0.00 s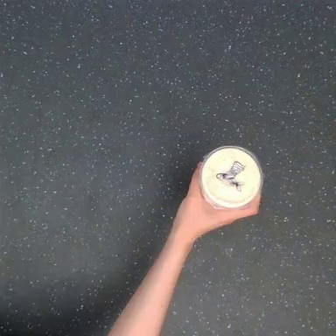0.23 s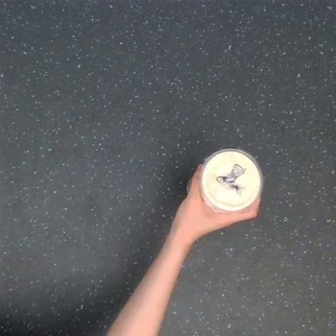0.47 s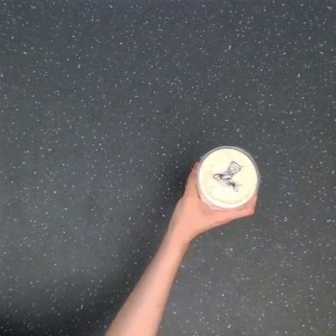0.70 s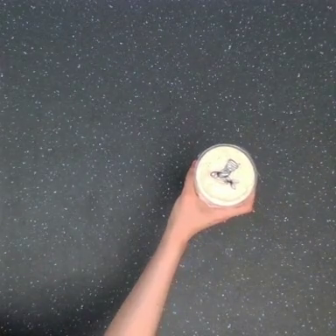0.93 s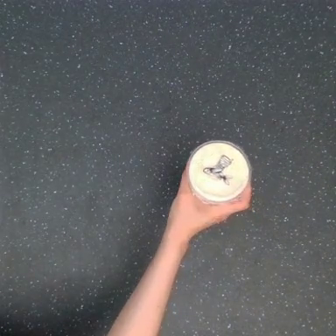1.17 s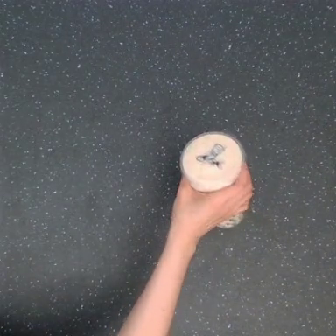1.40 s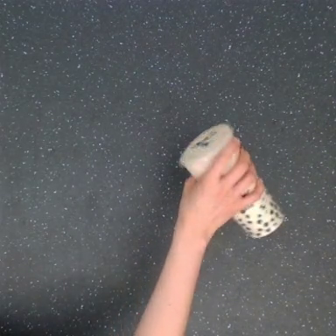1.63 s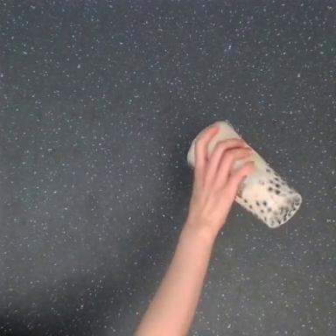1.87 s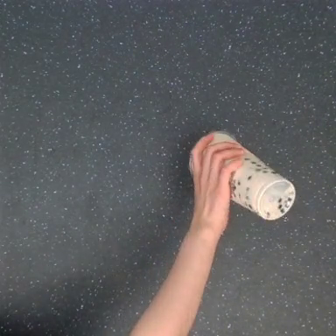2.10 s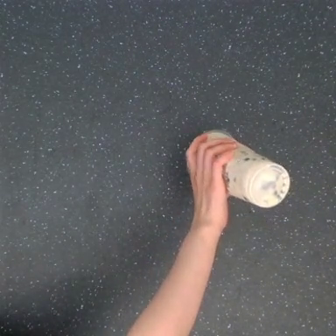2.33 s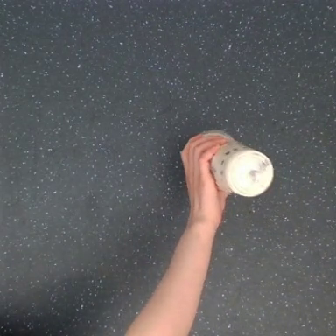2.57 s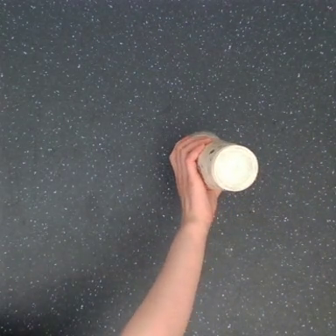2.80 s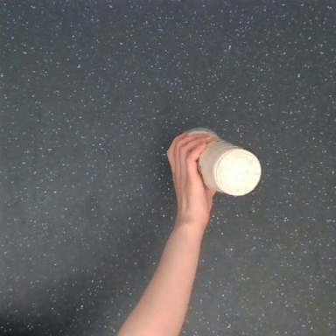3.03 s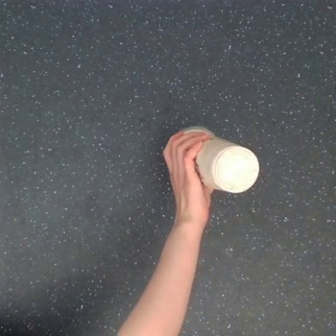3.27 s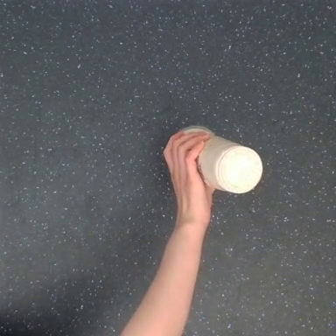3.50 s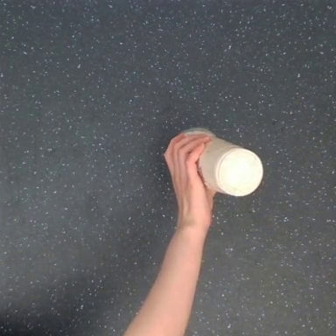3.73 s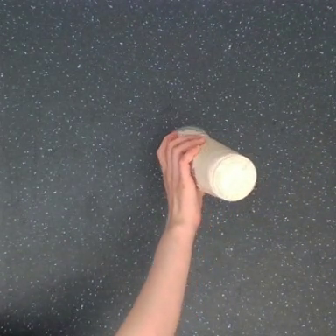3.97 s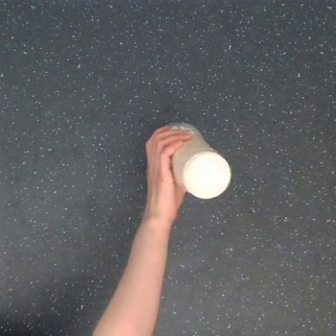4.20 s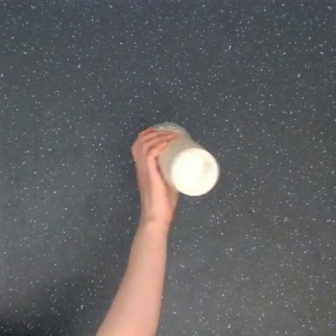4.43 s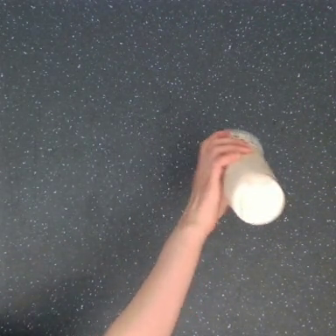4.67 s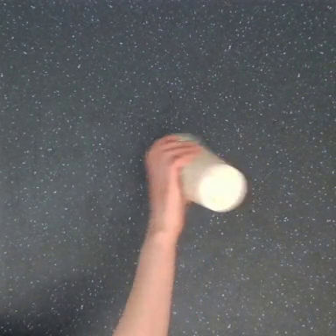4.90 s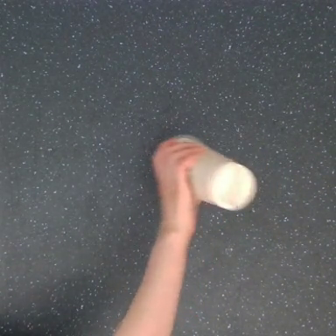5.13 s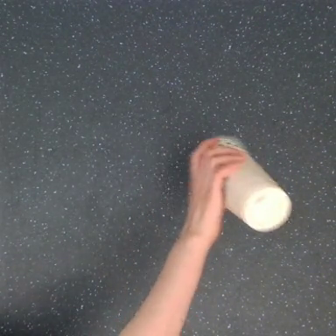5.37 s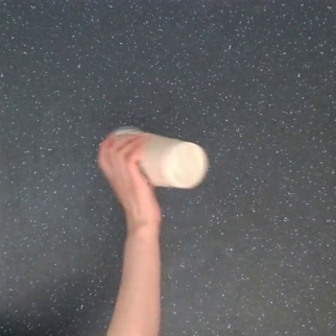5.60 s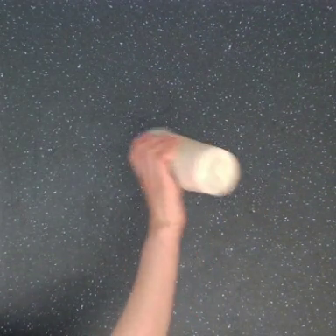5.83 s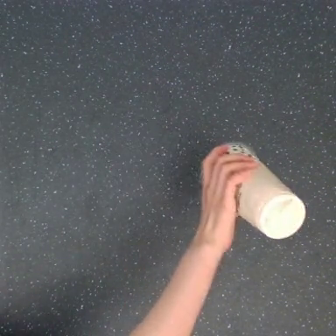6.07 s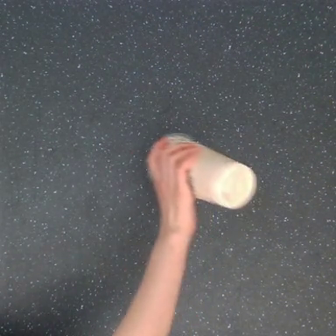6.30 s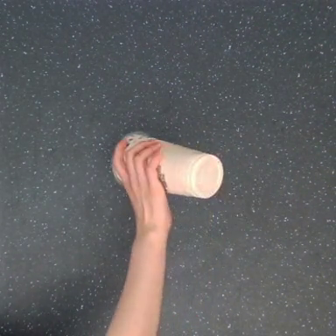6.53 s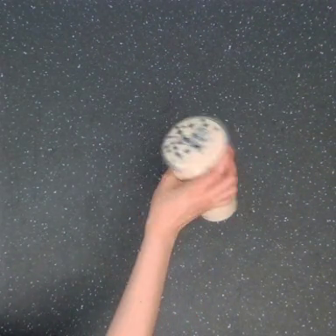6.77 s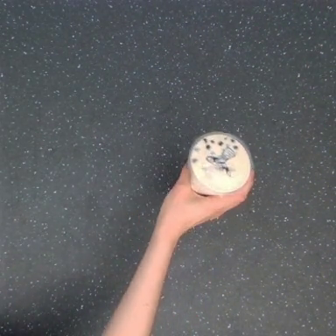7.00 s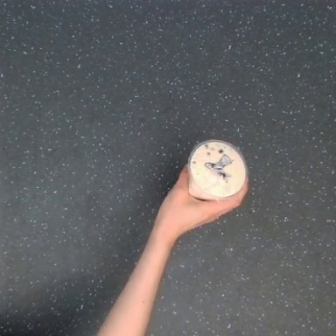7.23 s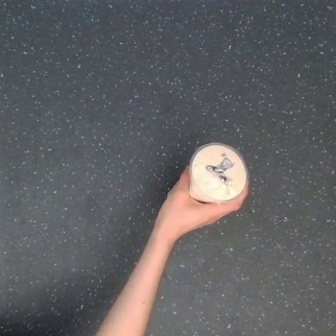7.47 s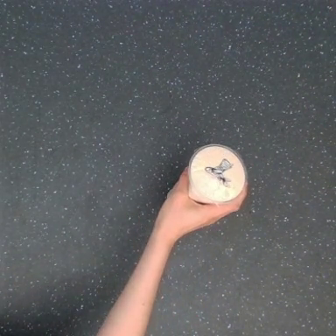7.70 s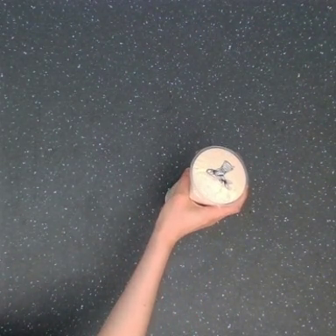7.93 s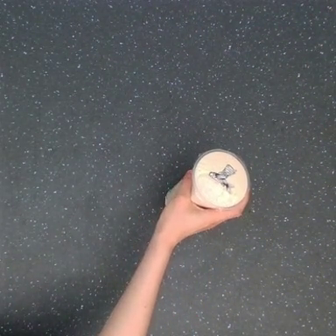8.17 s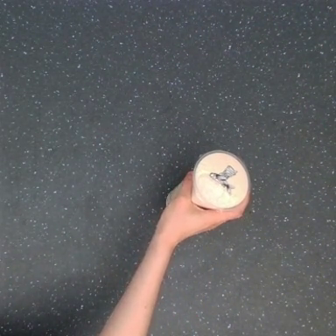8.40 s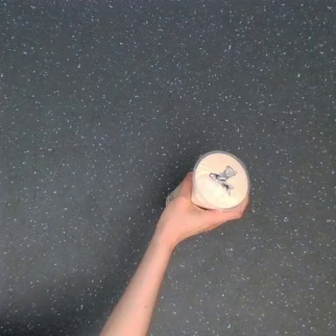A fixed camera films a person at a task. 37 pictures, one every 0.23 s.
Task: shake the boba.
Motion: completely flip the object to the left, move to the left and to the right 3 times, then flip the object back to its initial state.
0.00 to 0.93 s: The hand moves only a little.
0.93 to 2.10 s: The hand goes upward and to the left.
2.10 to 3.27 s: The hand goes to the left.
3.27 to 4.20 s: The hand goes to the left.
4.20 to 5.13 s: The hand goes to the right.
5.13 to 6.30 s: The hand goes to the left, then to the right.
6.30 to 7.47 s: The hand goes to the right.
7.47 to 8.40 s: The hand moves only a little.
